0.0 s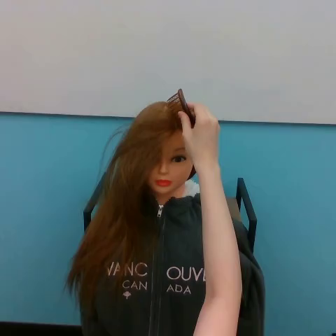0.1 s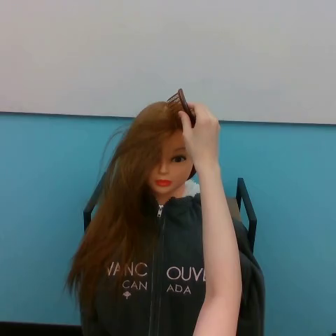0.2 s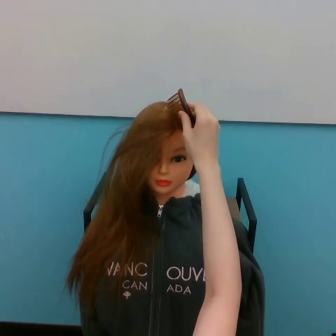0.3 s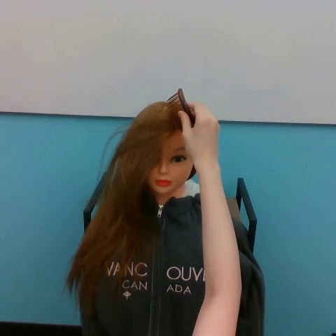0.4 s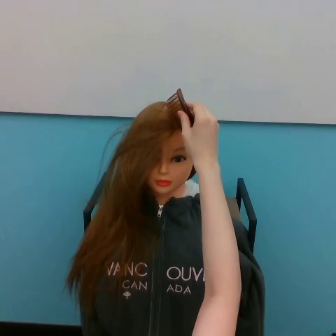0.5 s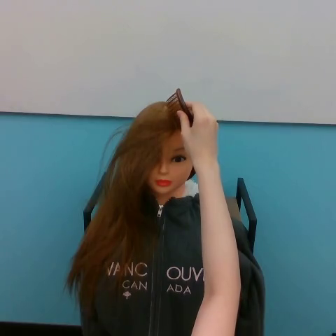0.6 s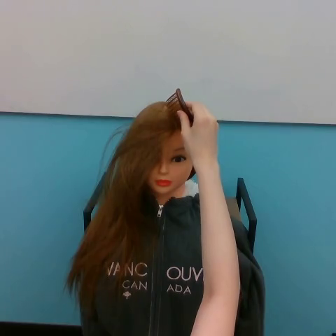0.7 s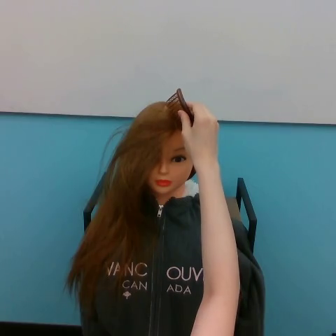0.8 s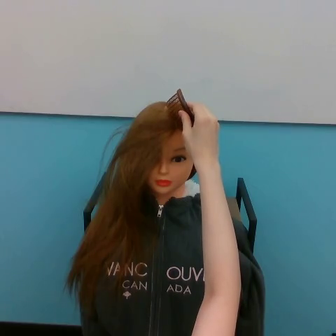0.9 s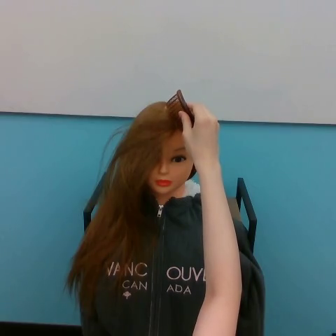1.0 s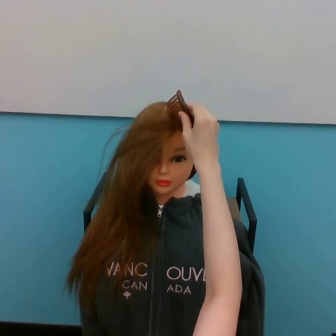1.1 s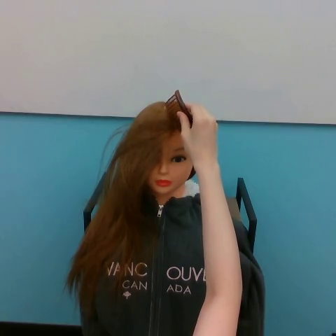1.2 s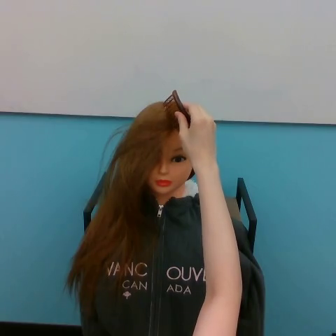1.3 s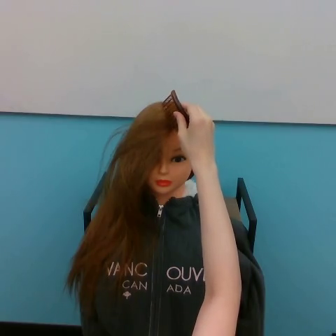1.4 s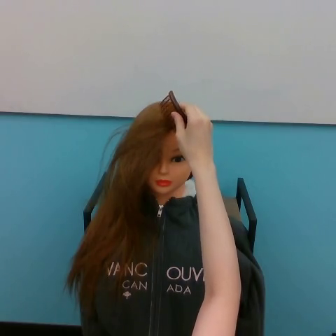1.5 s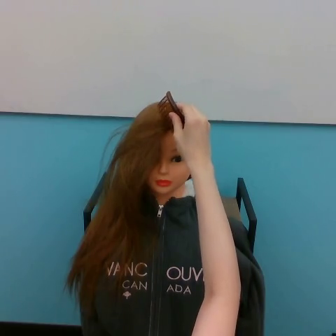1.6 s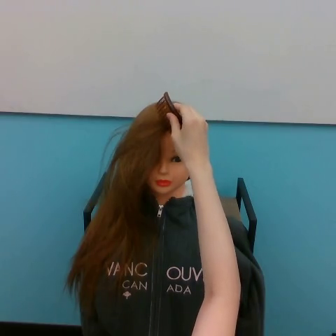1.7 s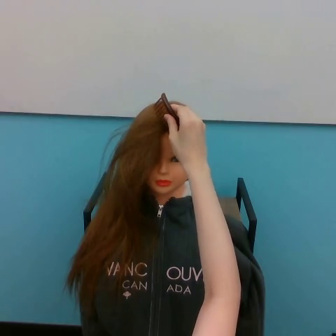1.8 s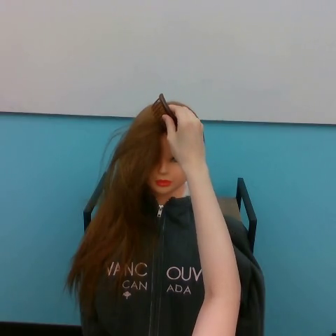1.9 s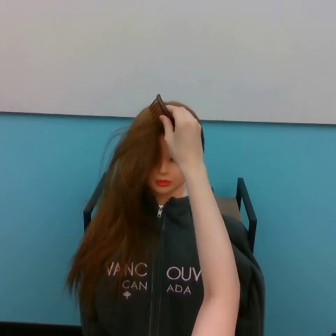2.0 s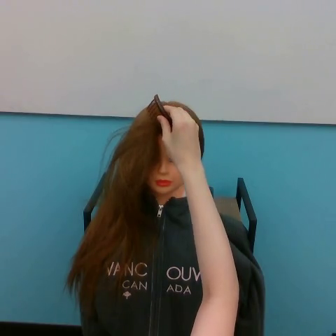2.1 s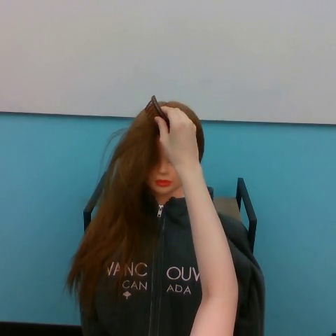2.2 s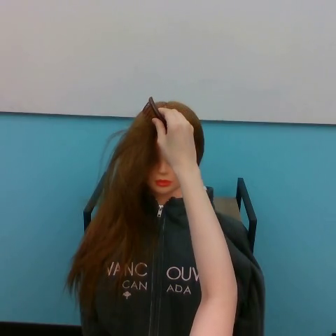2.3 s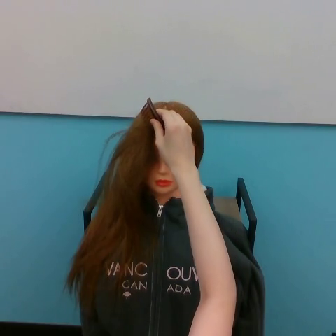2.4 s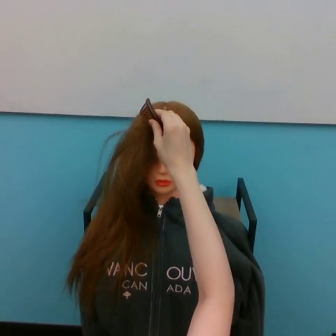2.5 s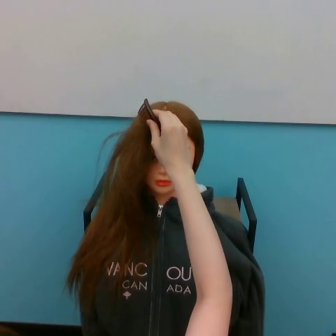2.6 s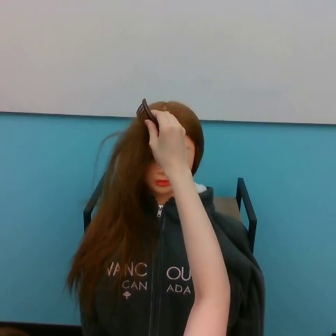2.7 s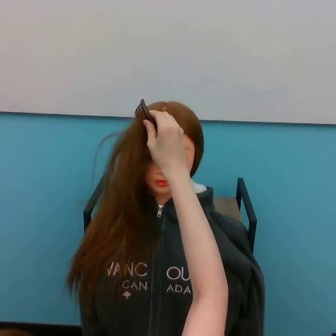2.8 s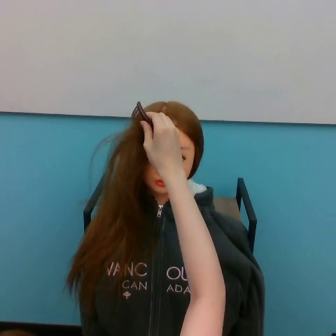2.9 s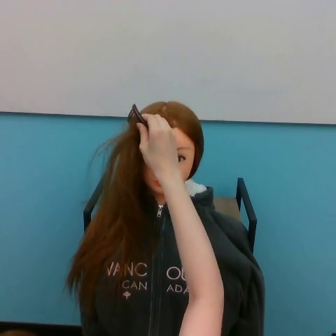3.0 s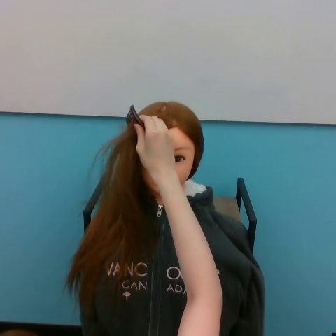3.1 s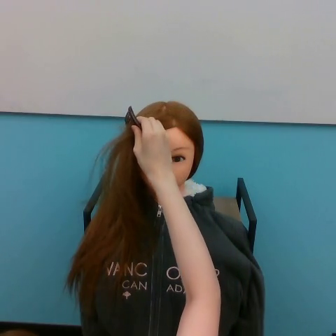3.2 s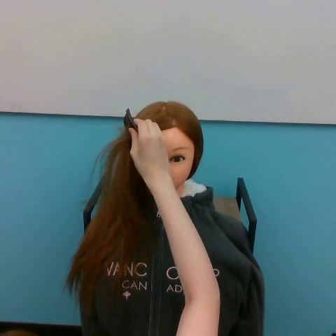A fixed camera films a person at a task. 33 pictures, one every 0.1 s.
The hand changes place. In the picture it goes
to the left.
0.0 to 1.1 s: The hand stays where it is.
1.1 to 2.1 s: The hand goes to the left.
2.1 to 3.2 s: The hand goes to the left.
Task: brush hair.
